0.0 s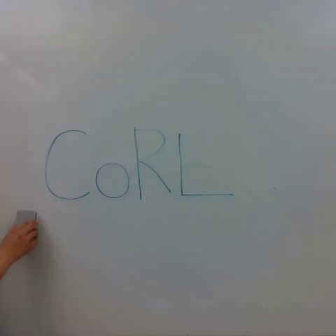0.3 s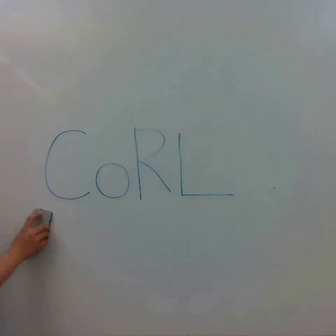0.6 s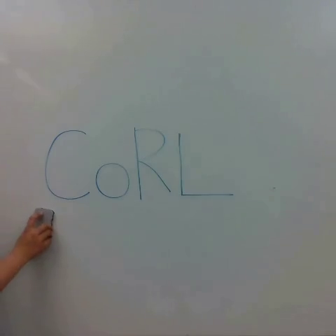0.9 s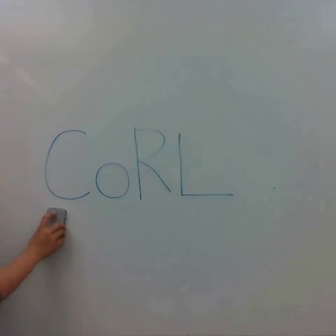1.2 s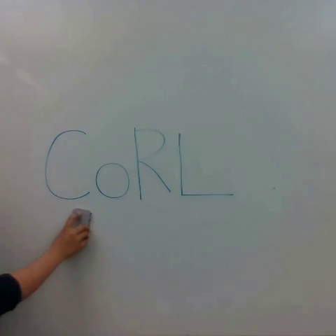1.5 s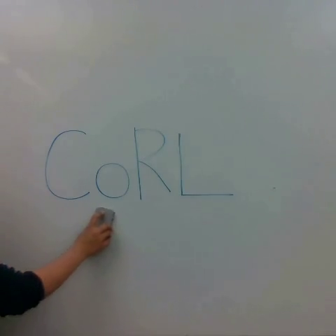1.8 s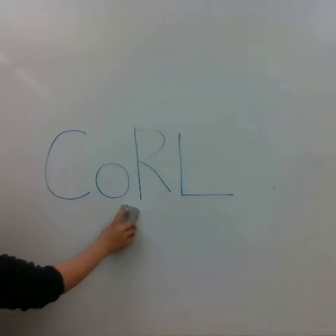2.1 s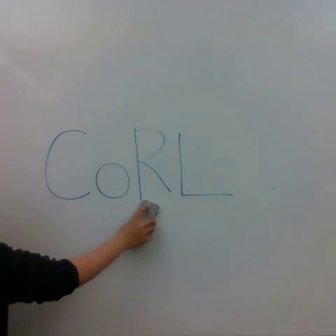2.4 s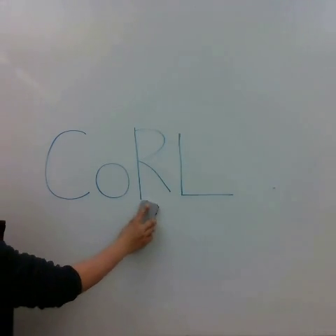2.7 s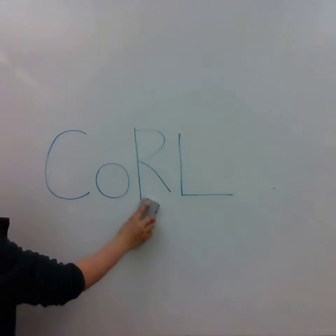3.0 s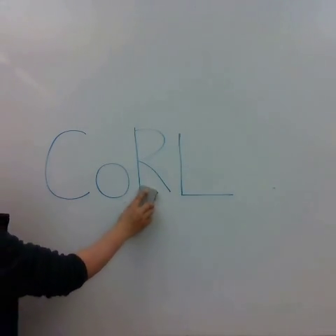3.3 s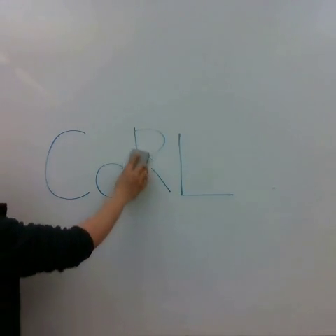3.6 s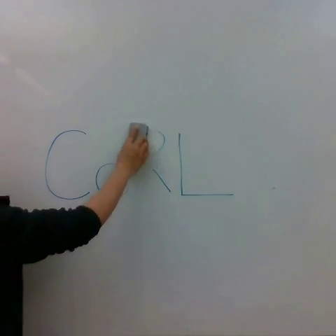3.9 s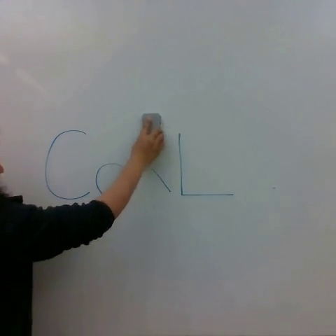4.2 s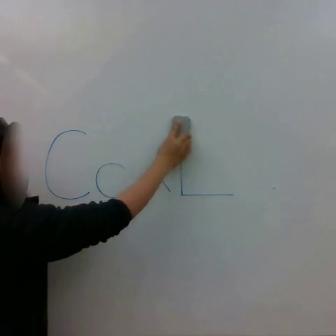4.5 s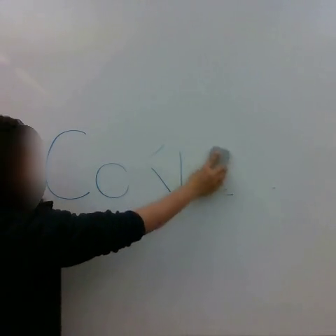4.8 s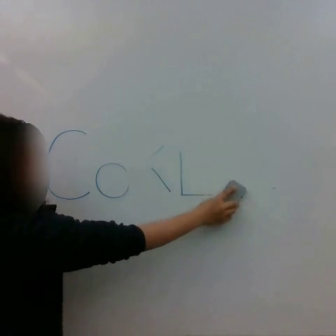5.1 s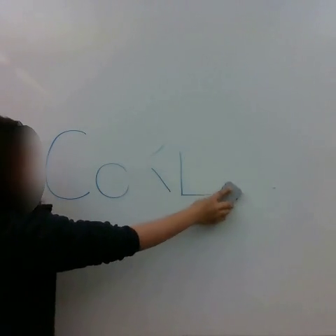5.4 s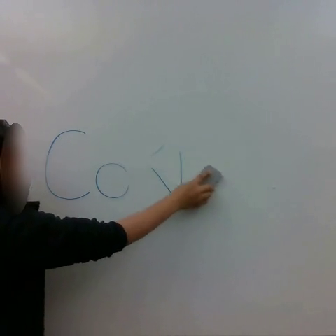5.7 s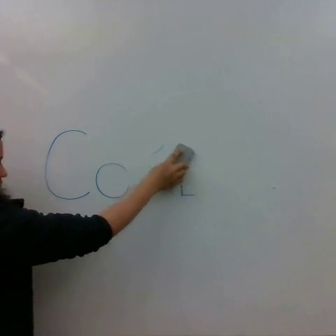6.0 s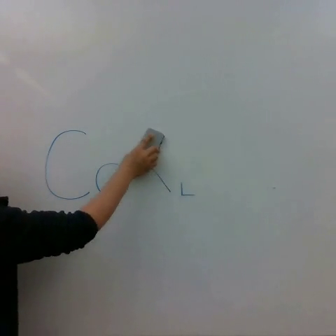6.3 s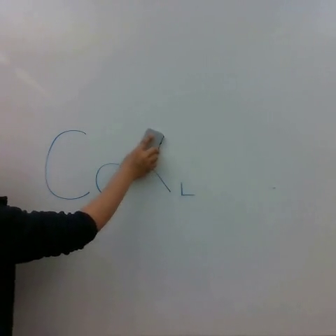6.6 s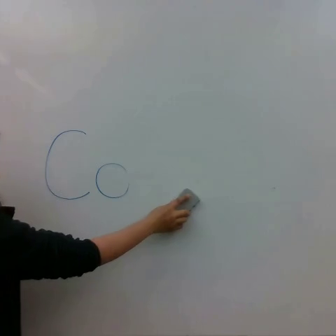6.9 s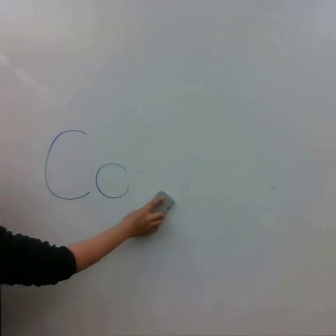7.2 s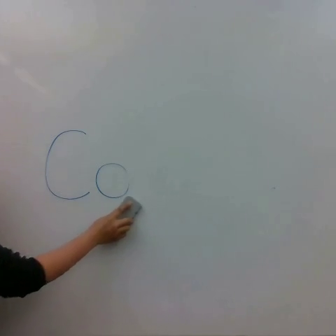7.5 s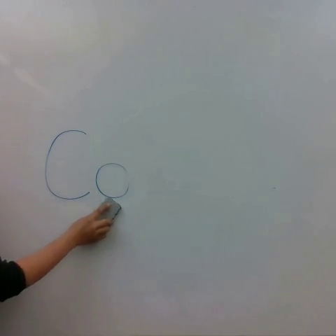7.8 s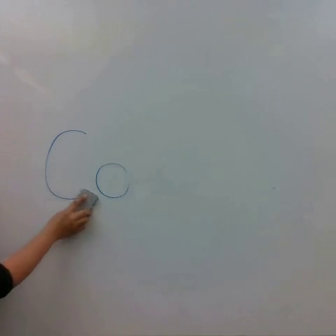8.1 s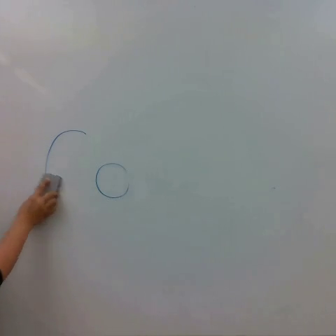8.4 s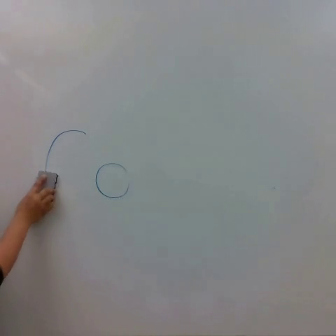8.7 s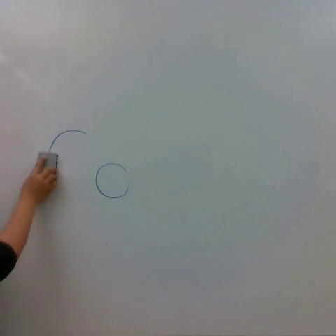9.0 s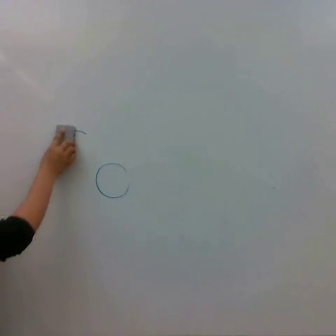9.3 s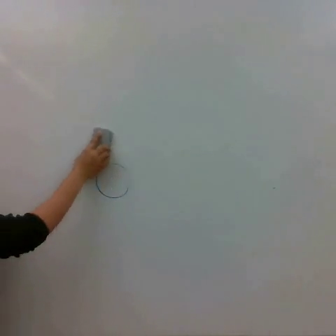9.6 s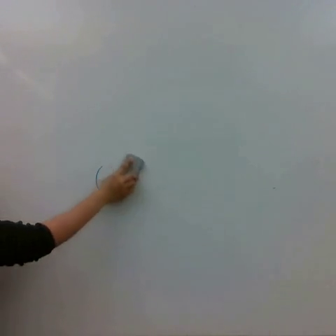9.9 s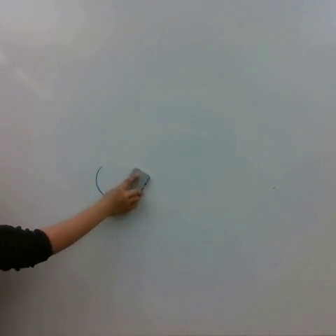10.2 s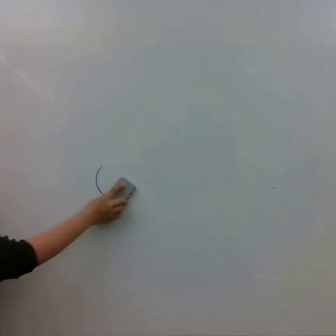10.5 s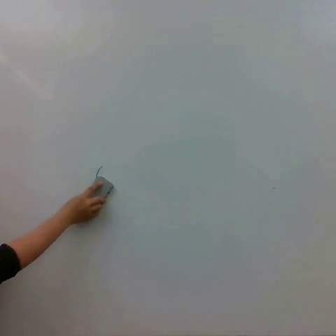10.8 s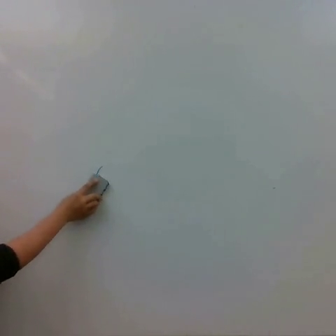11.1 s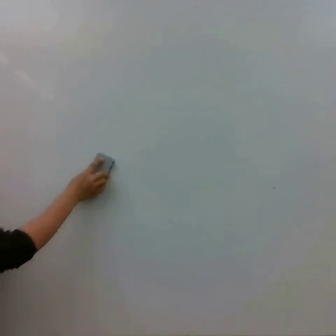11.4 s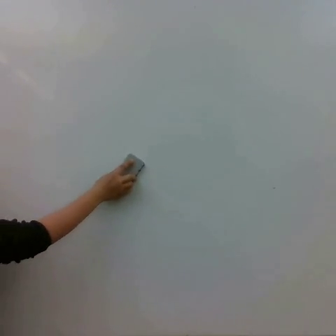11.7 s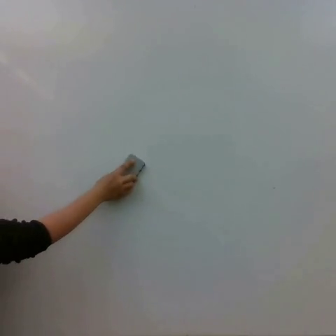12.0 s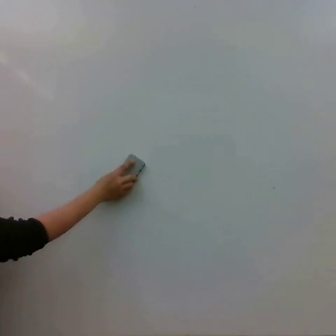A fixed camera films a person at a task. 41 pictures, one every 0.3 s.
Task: erase whiteboard.
Motion: move to the left and to the right, repeating this sequence 5 times.
0.0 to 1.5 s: The hand goes to the right.
1.5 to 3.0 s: The hand goes to the right and upward.
3.0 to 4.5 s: The hand goes to the right and upward, on a clockwise arc.
4.5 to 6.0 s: The hand goes to the left.
6.0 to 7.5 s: The hand goes downward and to the left.
7.5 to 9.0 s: The hand goes upward and to the left, on a clockwise arc.
9.0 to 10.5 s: The hand goes to the right and downward, then to the left, on a clockwise arc.
10.5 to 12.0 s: The hand goes to the right and upward, on a clockwise arc.
